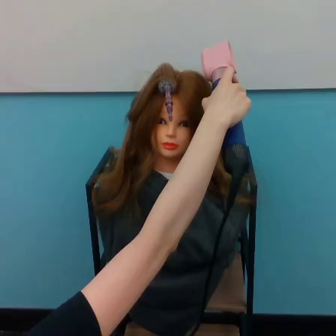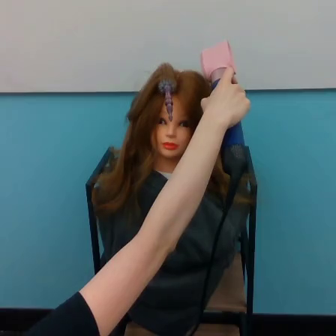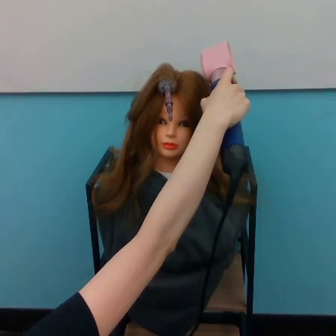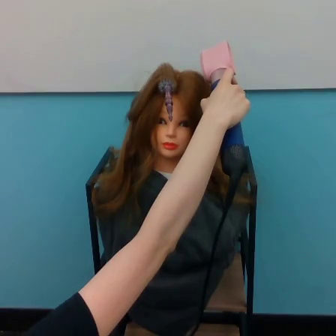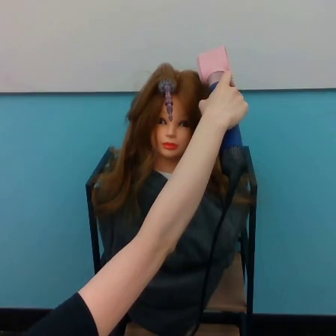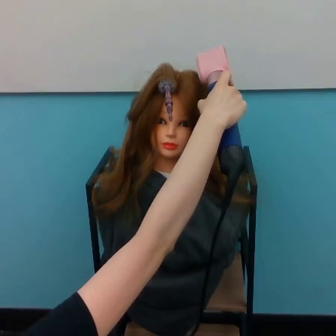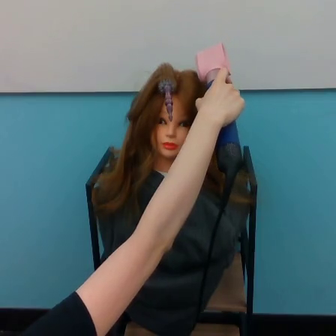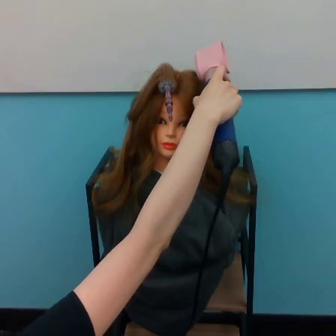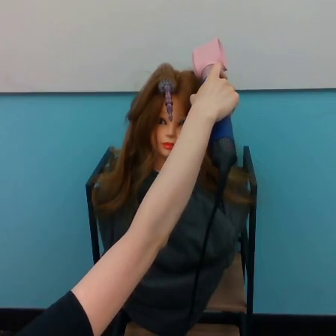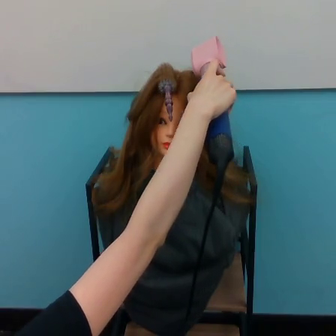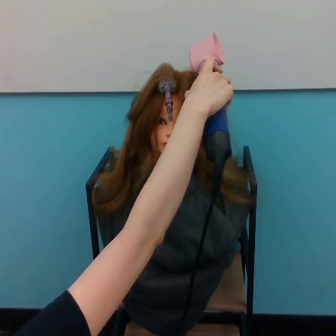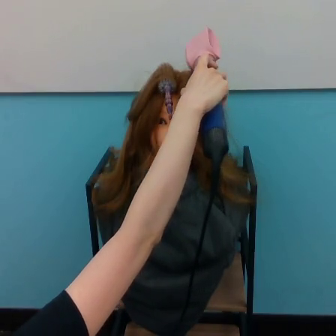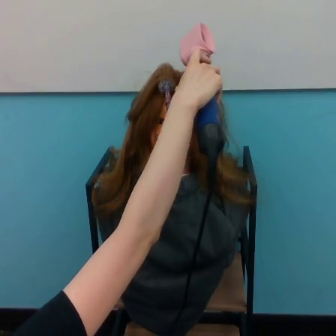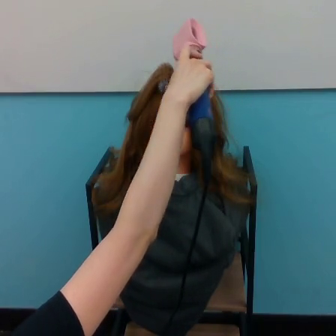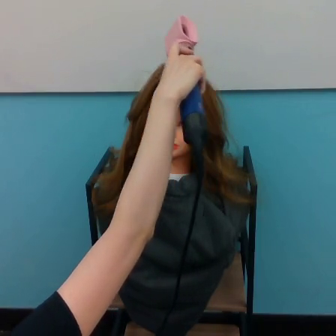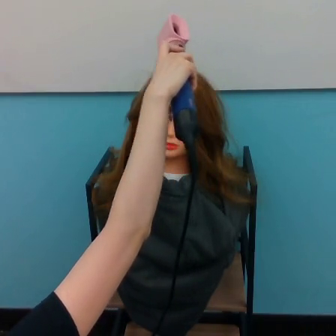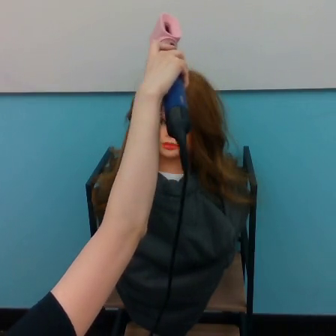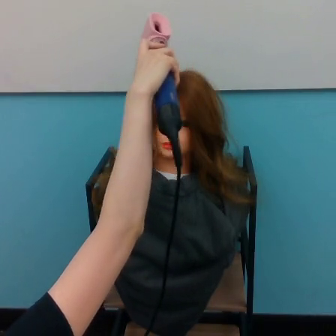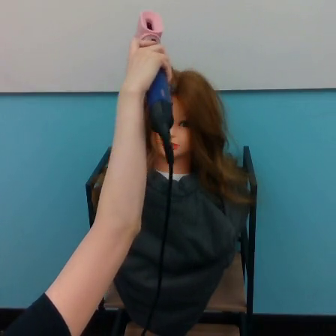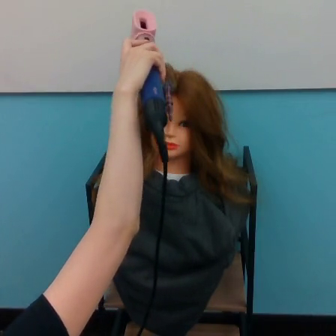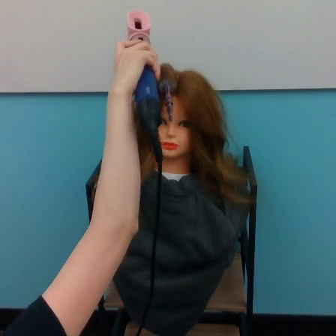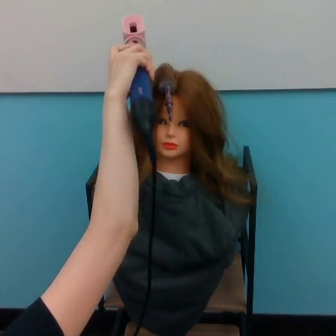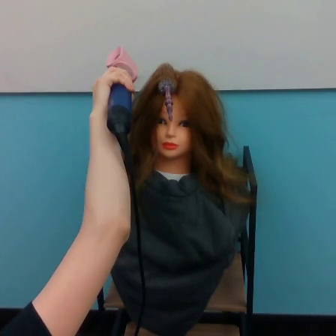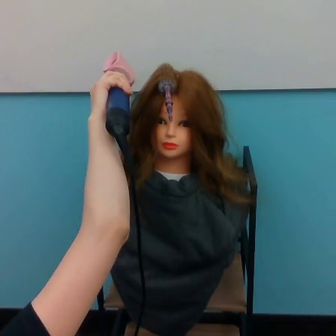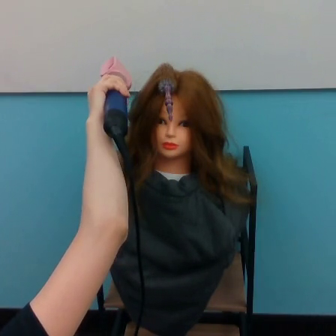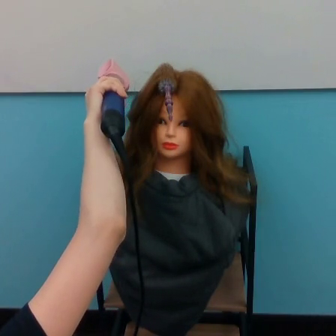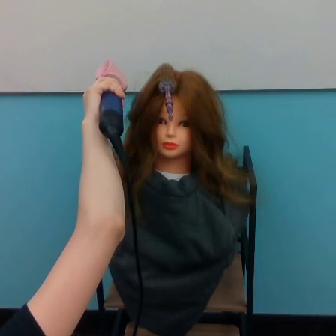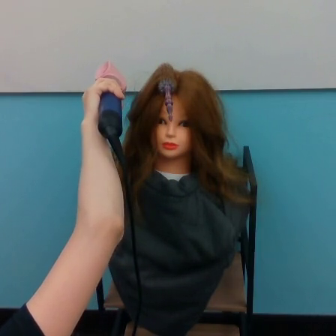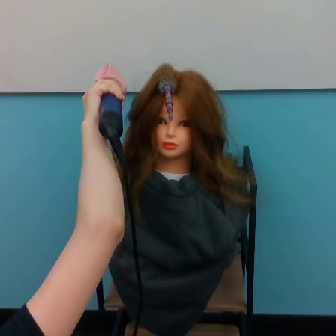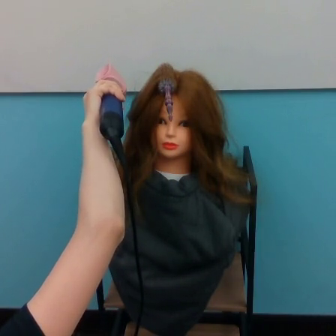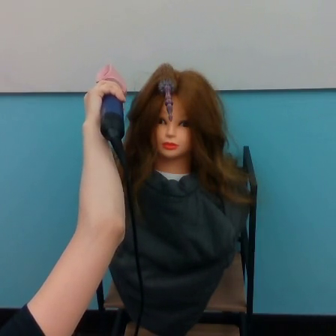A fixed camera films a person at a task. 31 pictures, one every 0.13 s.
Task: volume hair.
Motion: move to the left following a concave curve.
0.00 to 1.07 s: The hand moves only a little.
1.07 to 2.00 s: The hand goes to the left and upward.
2.00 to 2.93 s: The hand goes to the left.
2.93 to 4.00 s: The hand moves only a little.
